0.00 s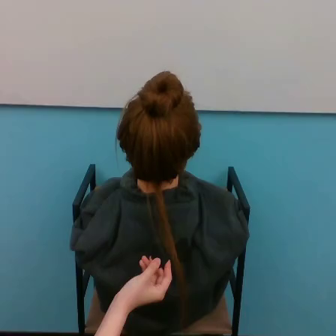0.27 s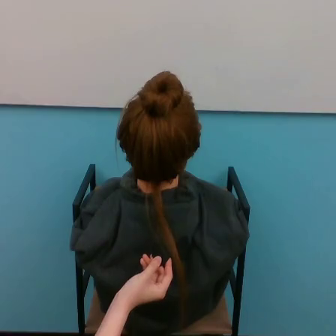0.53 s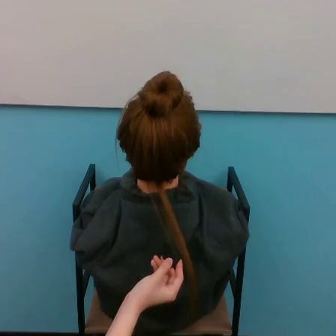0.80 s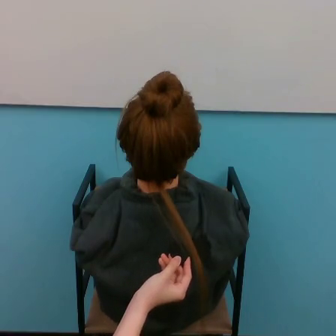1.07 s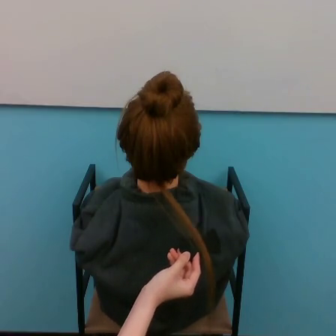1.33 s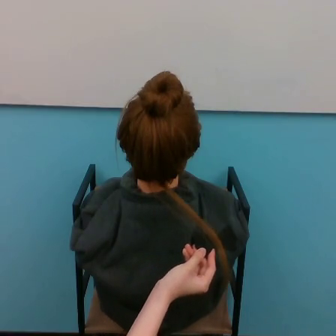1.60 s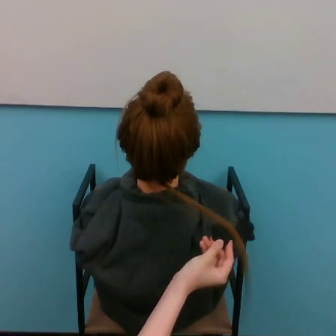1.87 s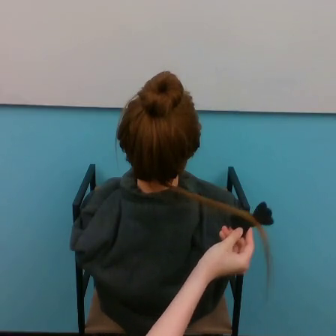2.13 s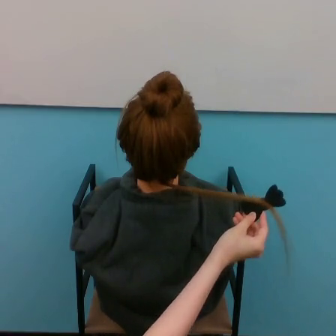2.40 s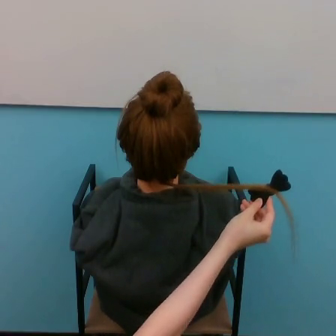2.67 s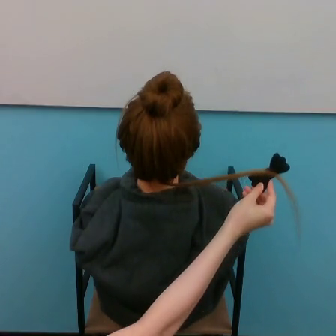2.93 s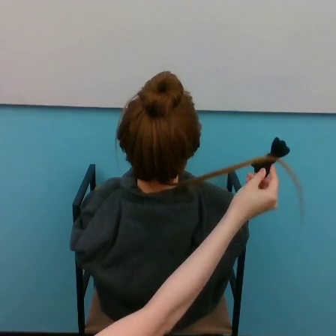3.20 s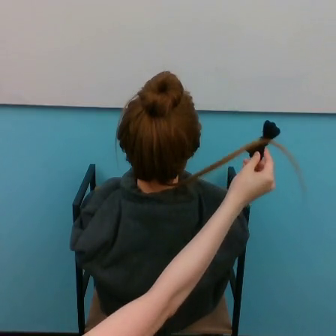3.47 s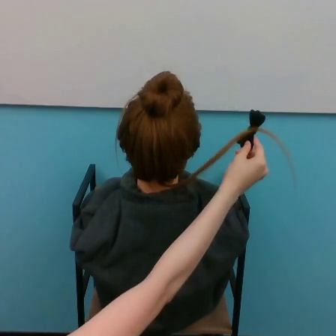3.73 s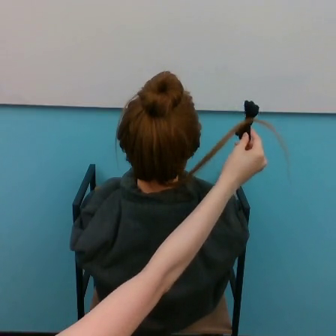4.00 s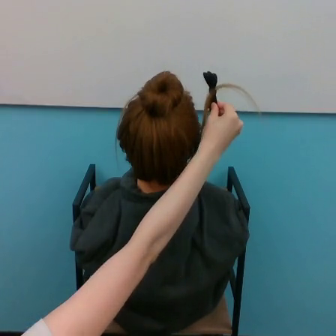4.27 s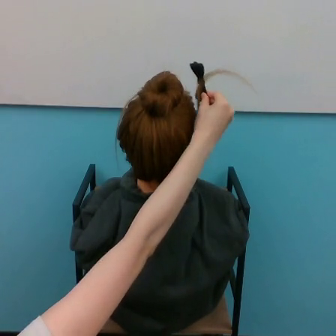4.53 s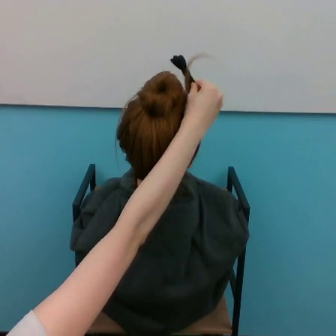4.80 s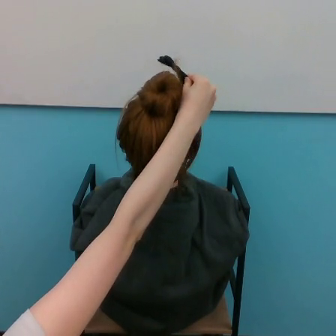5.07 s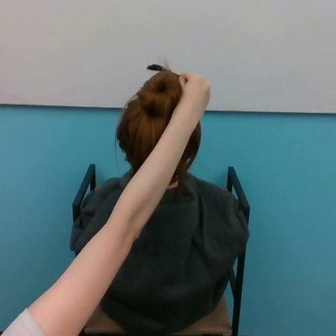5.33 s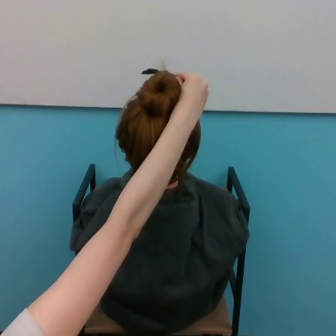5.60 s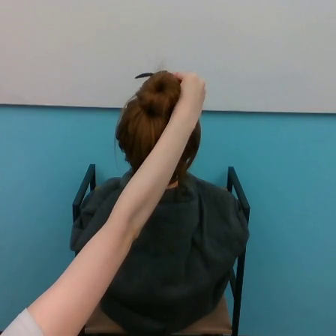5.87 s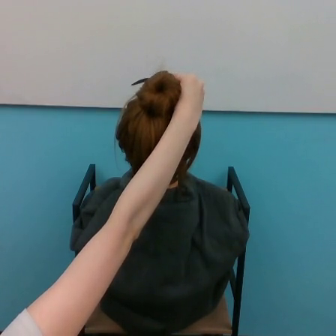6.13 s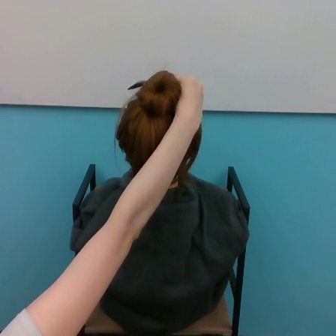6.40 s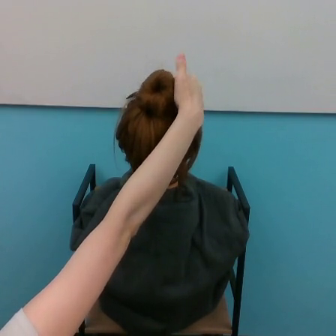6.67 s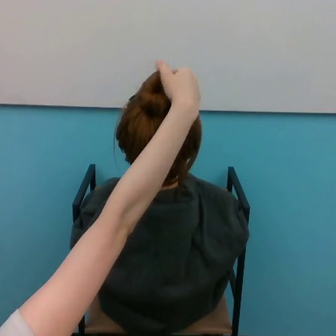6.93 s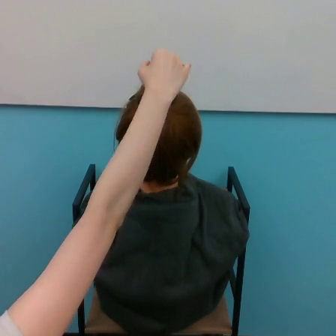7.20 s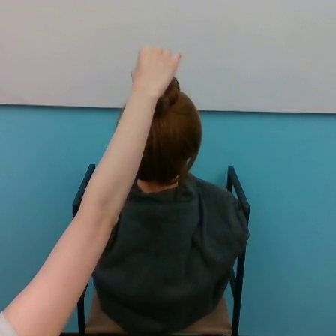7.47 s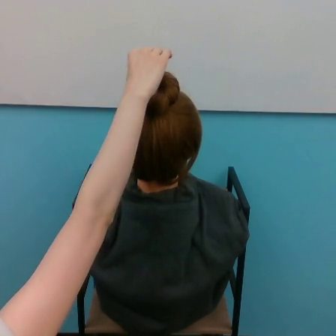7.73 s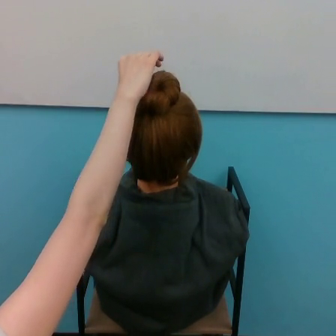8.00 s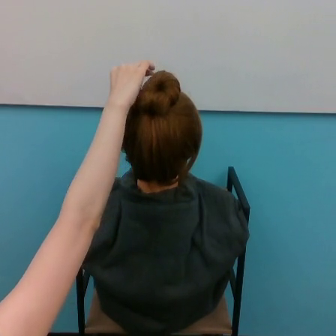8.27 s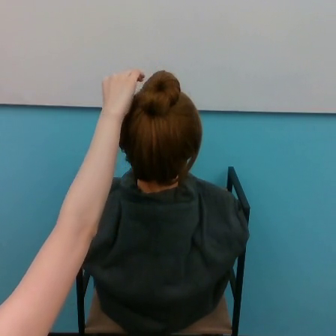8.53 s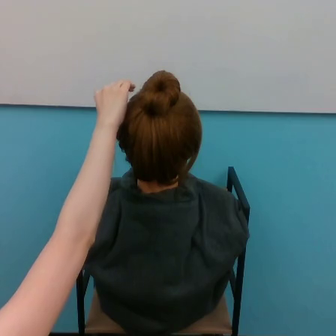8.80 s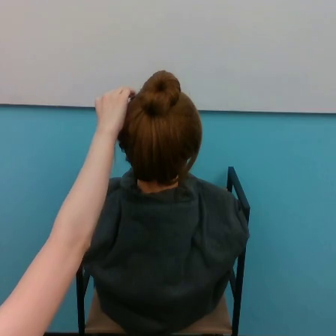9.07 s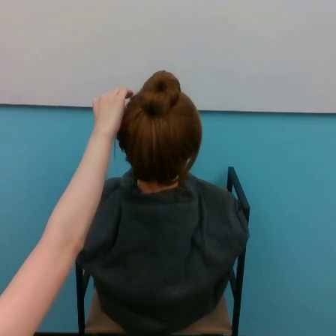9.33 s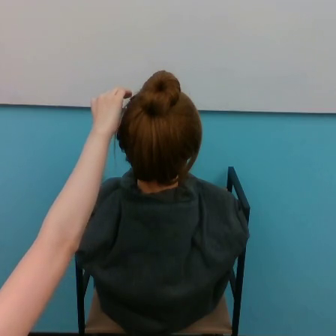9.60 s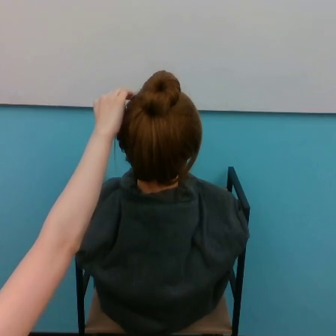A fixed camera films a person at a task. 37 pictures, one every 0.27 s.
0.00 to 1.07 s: The hand goes to the right.
1.07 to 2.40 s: The hand goes to the right and upward.
2.40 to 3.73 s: The hand goes upward.
3.73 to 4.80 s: The hand goes upward and to the left.
4.80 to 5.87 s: The hand moves only a little.
5.87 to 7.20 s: The hand goes to the left and upward.
7.20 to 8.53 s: The hand goes to the left and downward.
8.53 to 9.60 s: The hand moves only a little.
Task: tidy back hair.
Motion: make a half circular motion counter-clockwise.
